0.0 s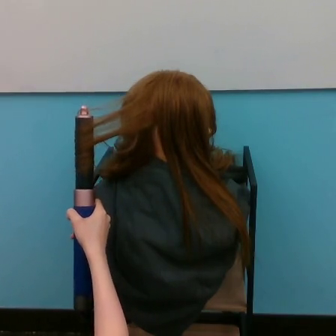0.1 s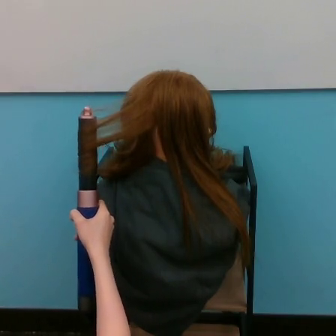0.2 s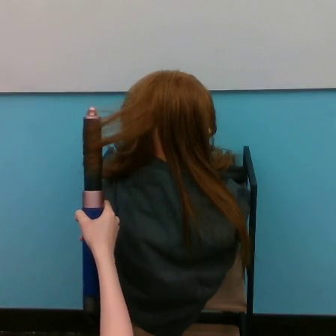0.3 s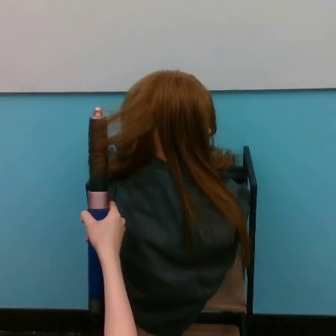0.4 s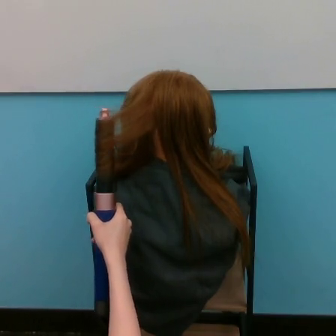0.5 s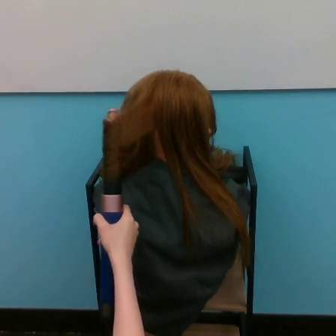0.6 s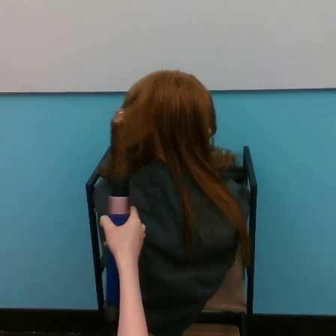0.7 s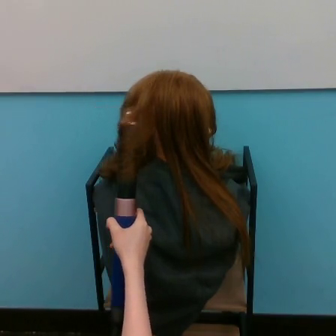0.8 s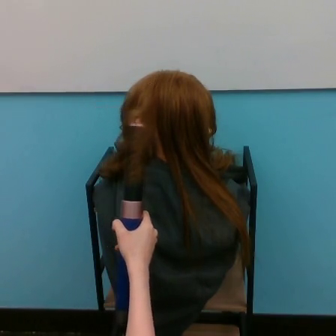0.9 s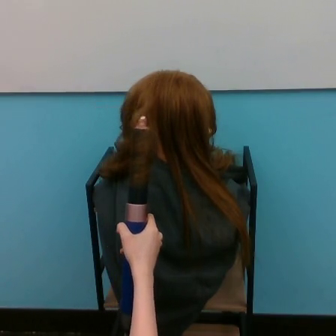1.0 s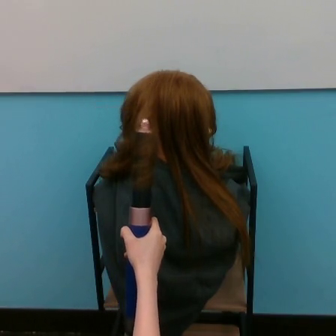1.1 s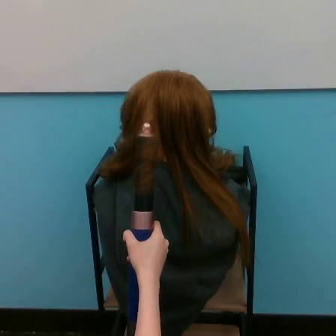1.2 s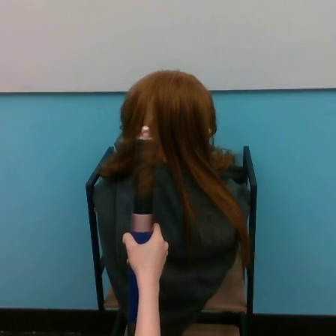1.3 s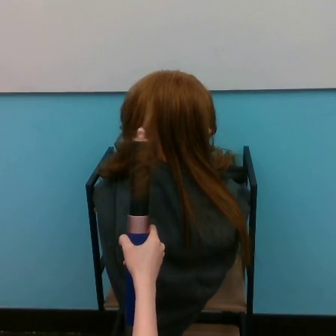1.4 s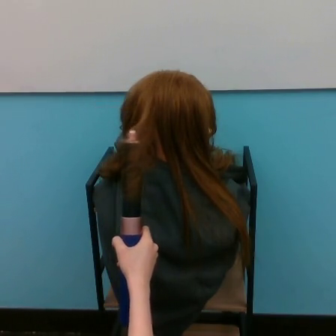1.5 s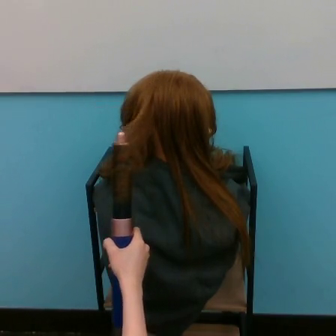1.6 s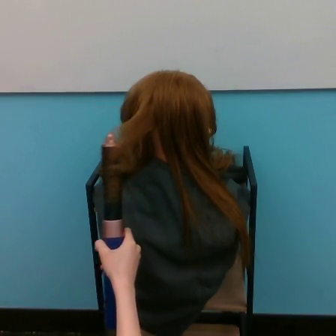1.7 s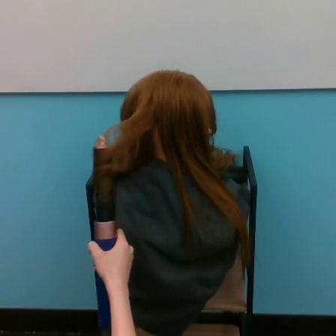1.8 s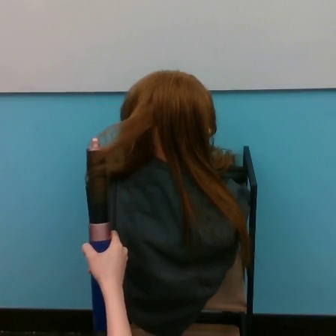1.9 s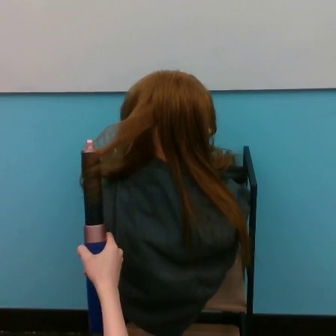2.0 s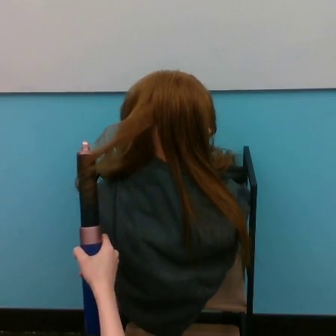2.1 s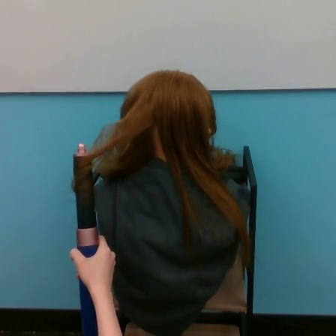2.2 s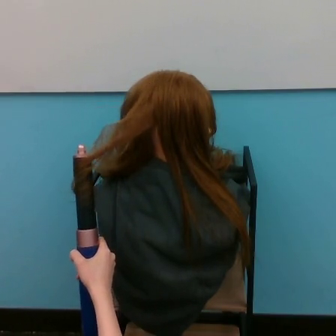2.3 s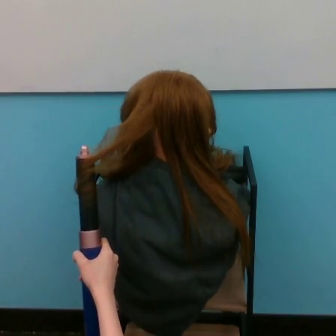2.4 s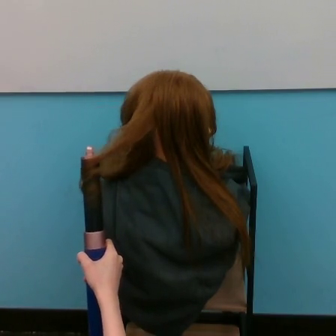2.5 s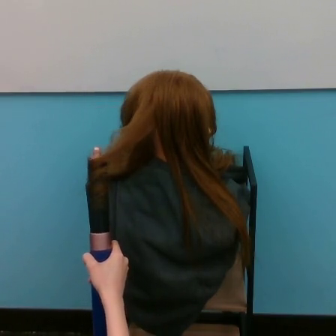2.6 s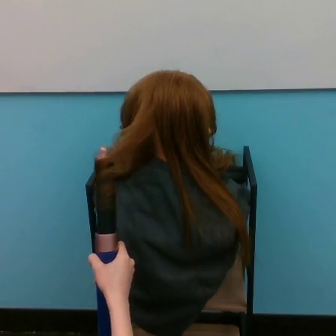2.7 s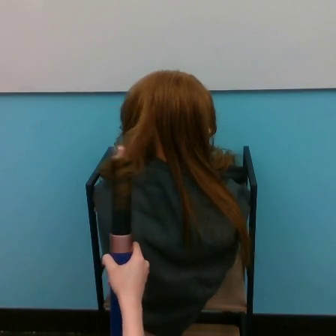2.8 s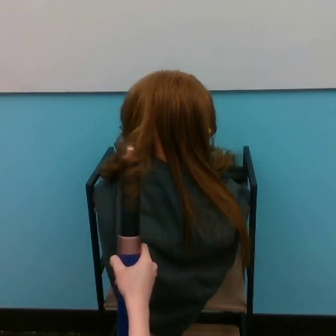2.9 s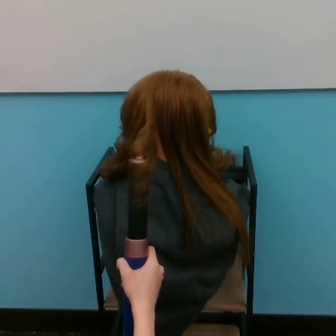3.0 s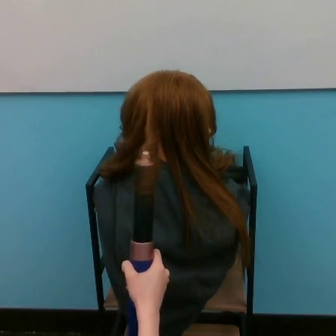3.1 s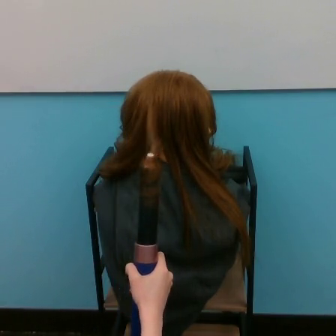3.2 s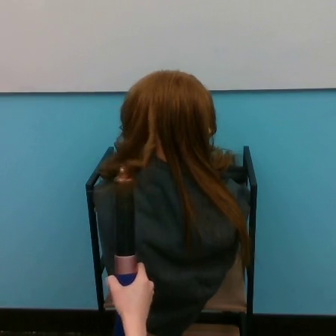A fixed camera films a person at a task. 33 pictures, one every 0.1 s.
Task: curl hair.
0.0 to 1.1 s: The hand goes to the right and downward.
1.1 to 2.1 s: The hand goes to the left.
2.1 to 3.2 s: The hand goes to the right and downward, then to the left.
